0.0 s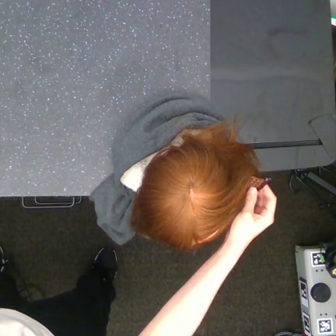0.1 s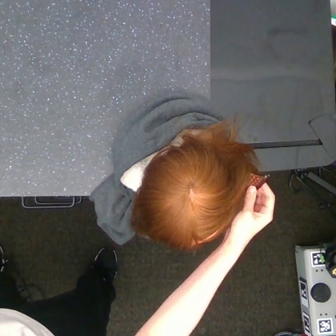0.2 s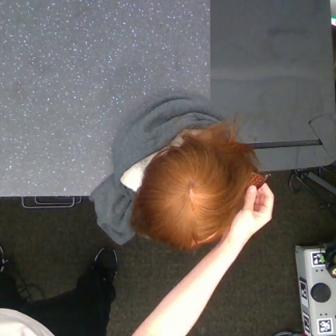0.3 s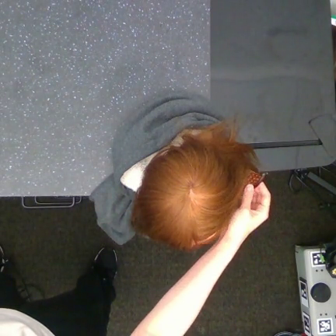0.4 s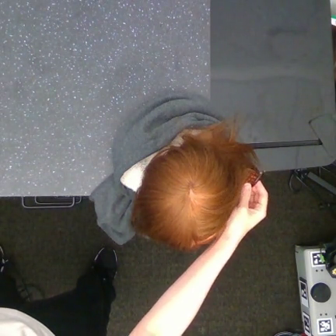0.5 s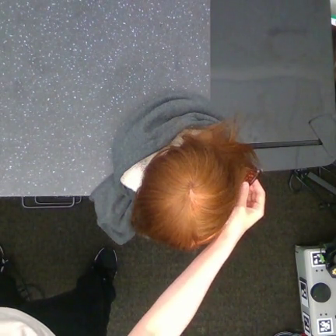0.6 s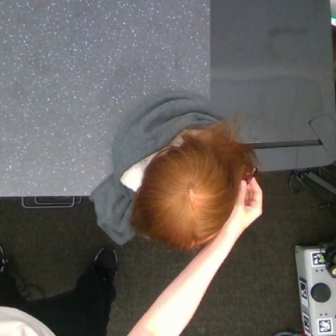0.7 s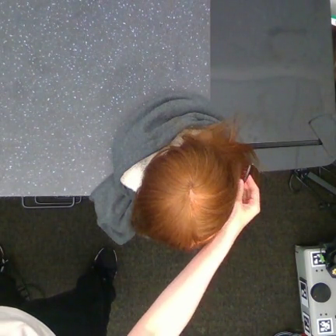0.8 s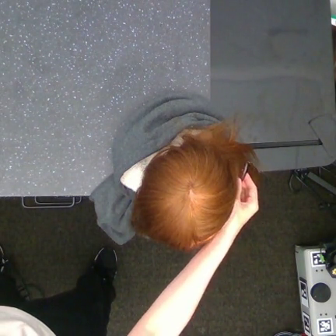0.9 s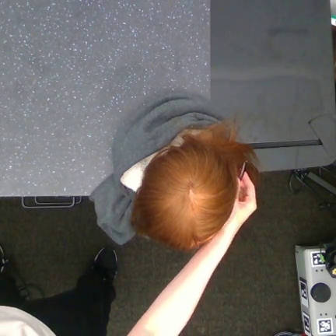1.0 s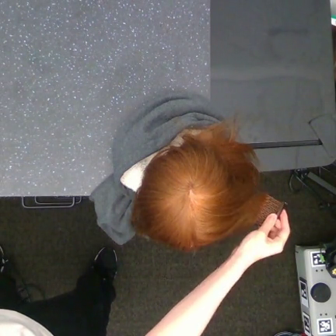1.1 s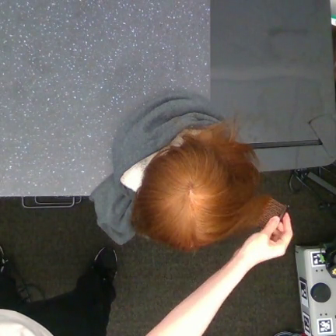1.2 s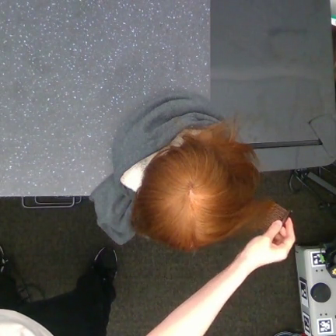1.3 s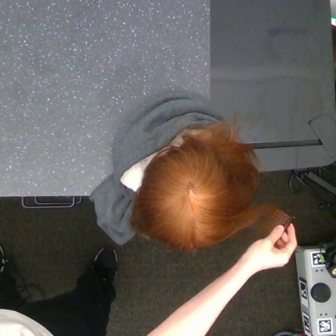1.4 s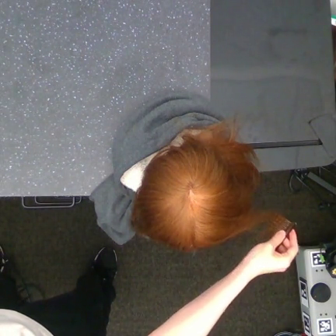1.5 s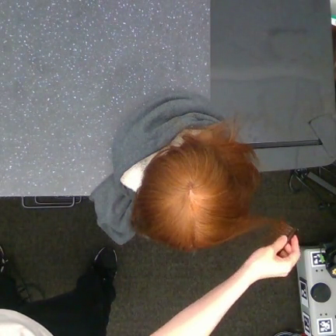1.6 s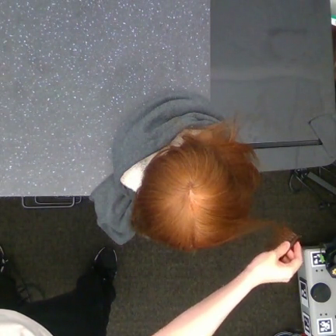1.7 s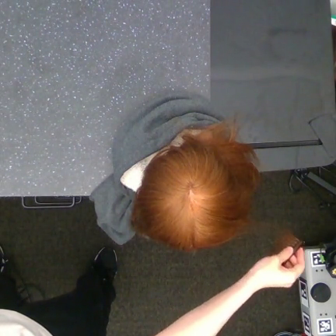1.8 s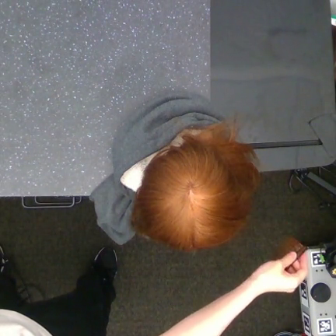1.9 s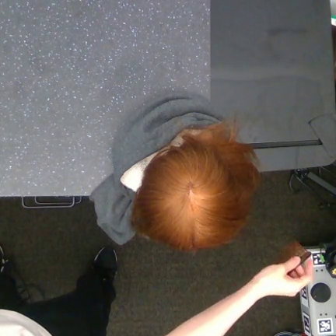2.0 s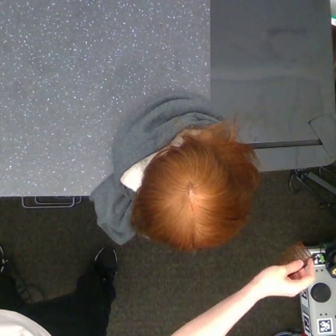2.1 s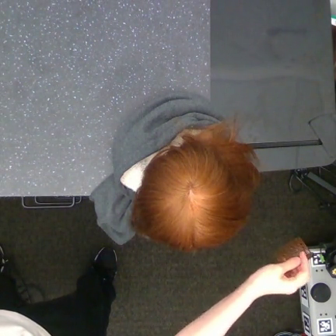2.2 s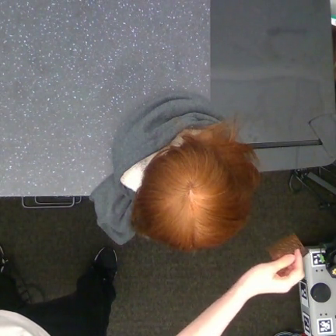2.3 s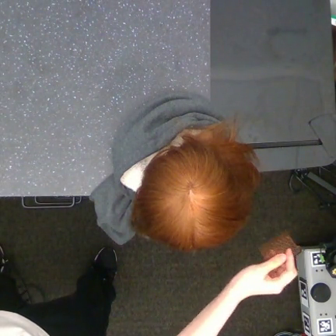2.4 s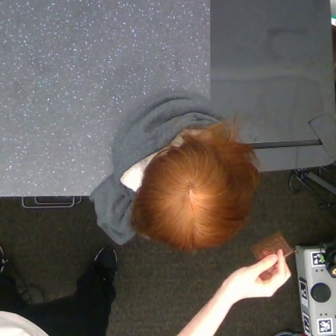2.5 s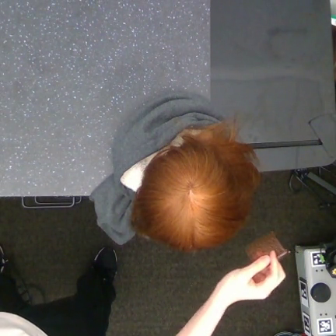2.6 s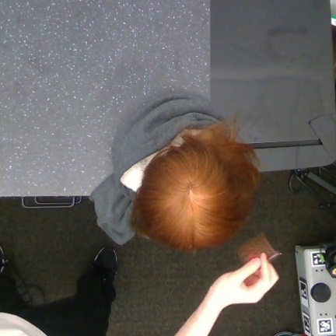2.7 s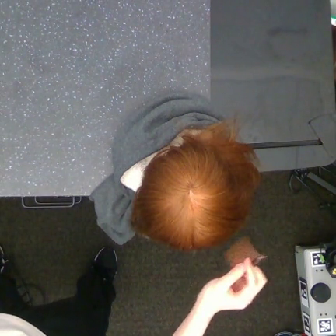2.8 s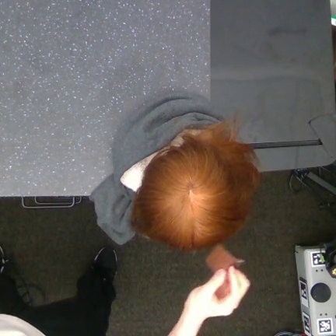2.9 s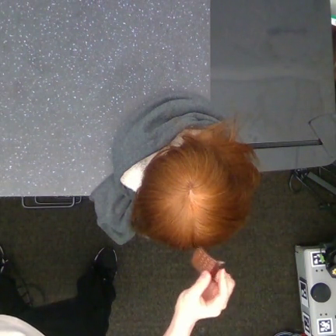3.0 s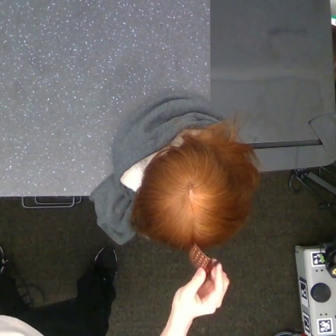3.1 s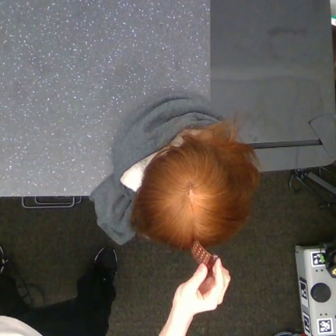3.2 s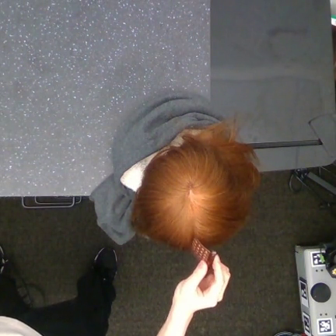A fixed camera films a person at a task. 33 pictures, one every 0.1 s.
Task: part hair.
0.0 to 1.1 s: The hand goes downward and to the right.
1.1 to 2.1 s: The hand goes downward and to the right.
2.1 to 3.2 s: The hand goes to the left.
